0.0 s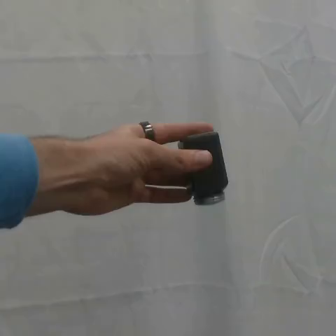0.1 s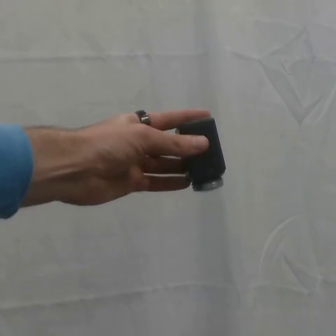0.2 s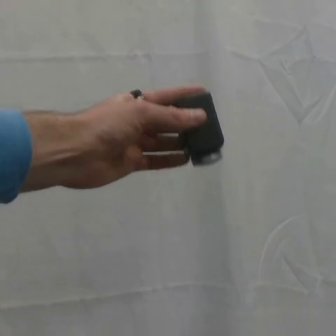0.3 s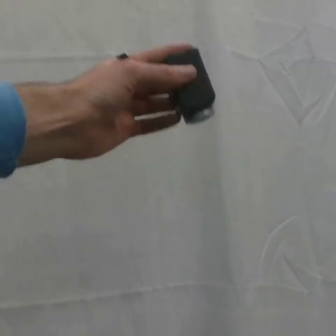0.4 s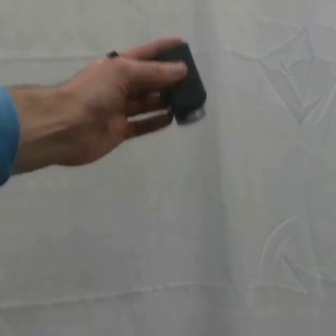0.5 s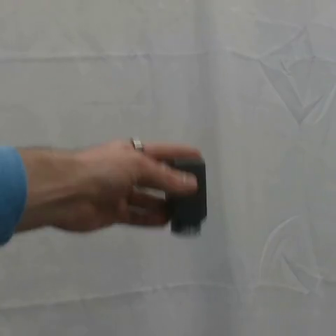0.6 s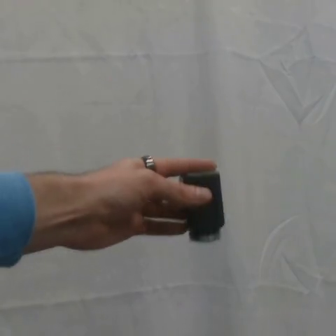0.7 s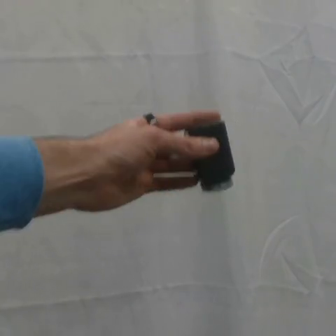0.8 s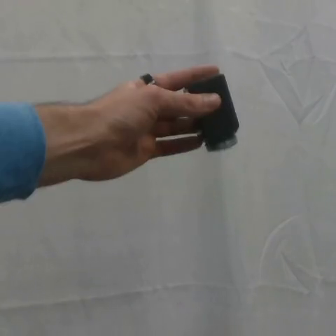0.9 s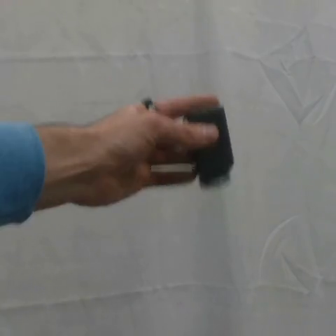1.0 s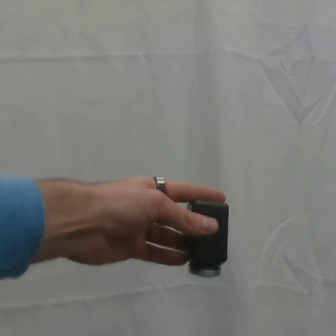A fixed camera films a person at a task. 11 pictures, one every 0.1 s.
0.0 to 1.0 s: The hand goes upward, then downward.
Task: shake the salt shaker.
Motion: move up and down two times.
